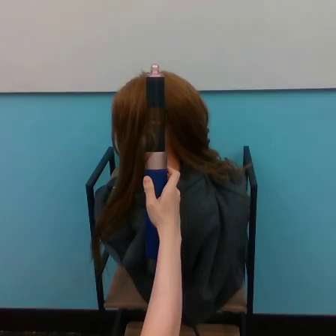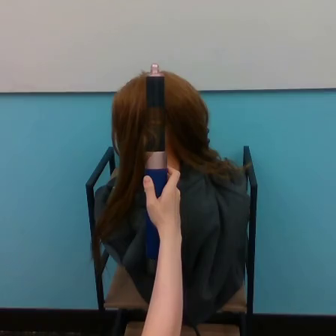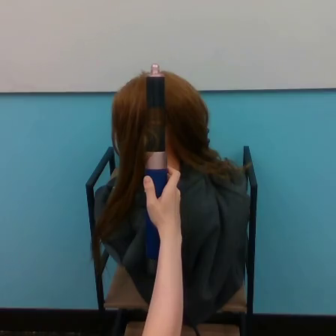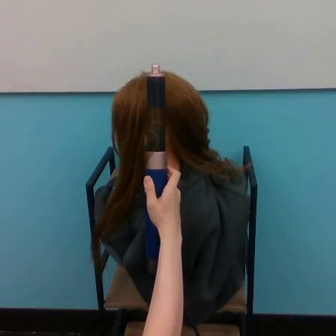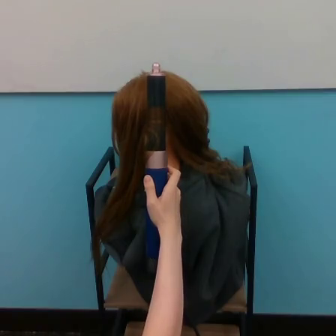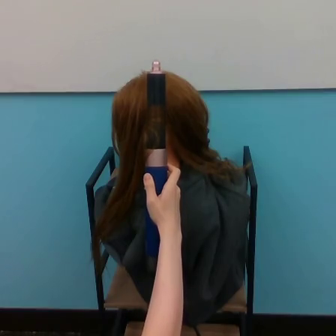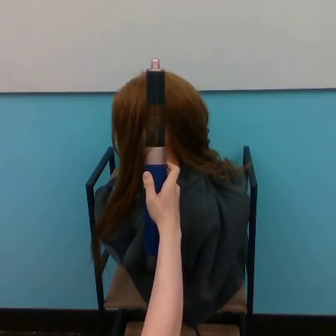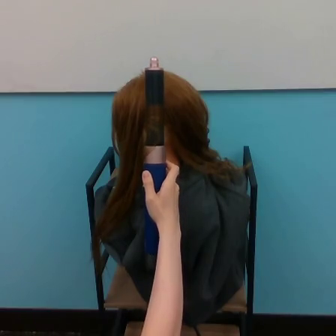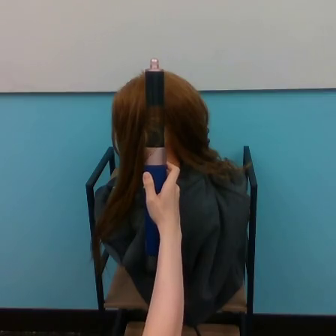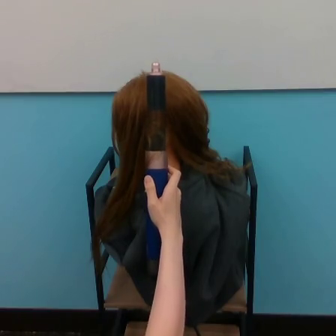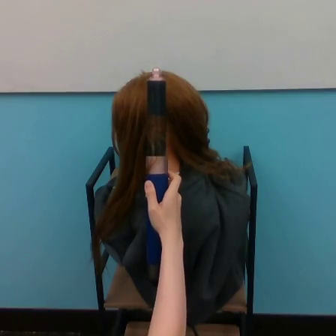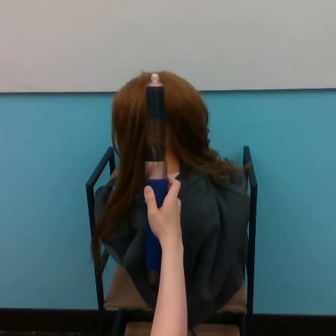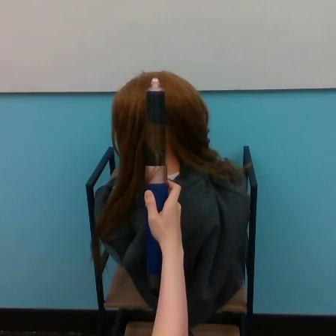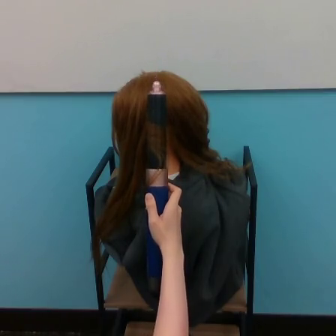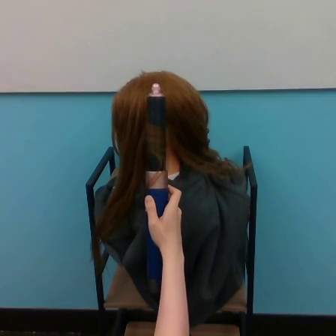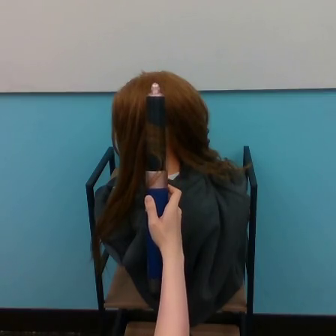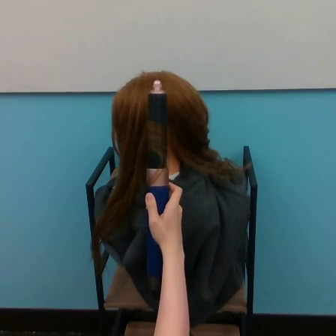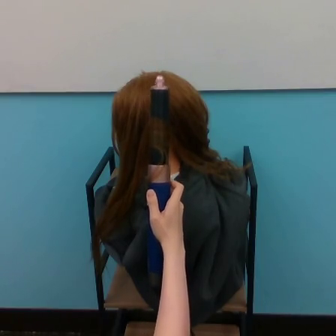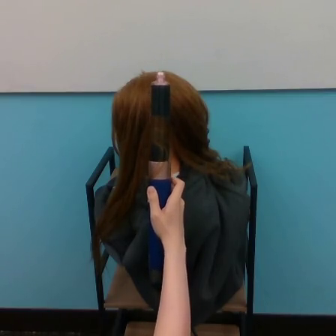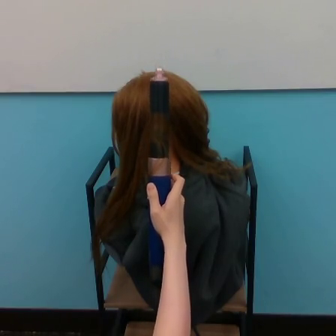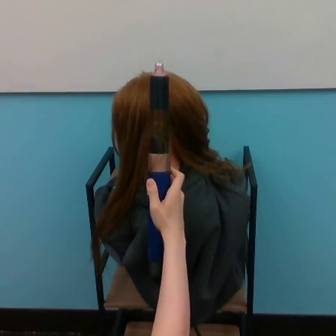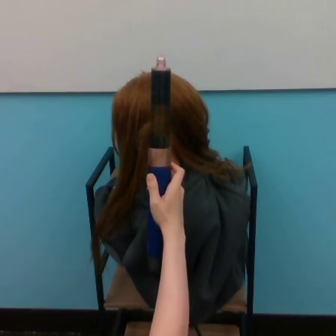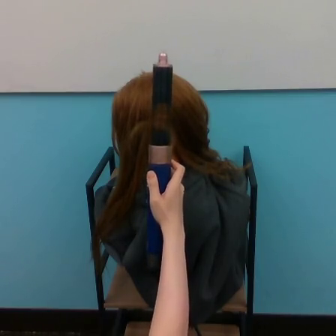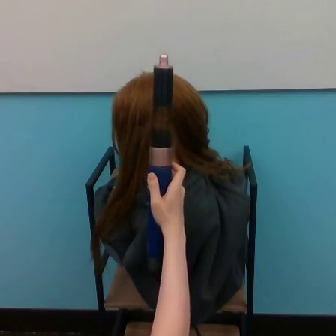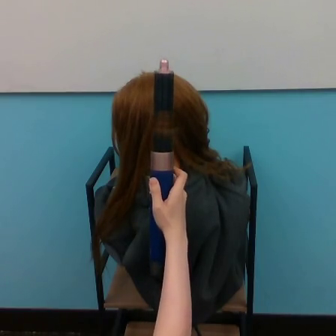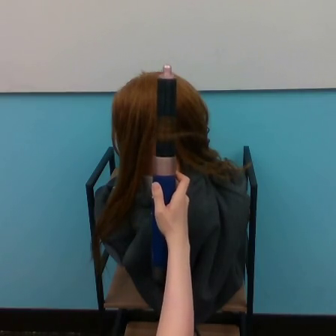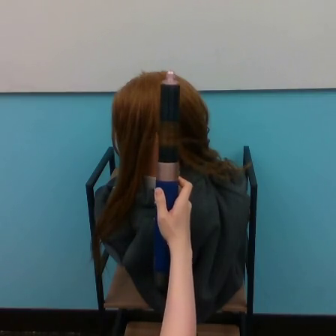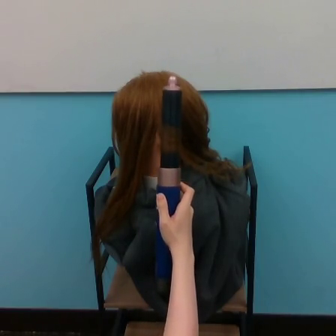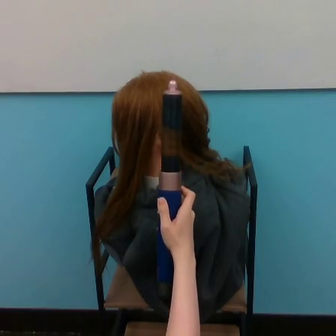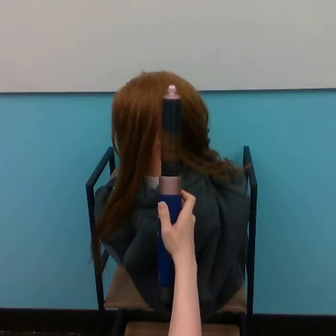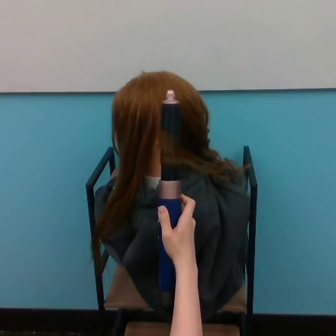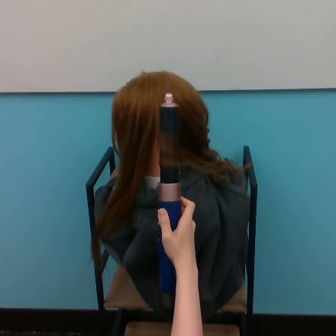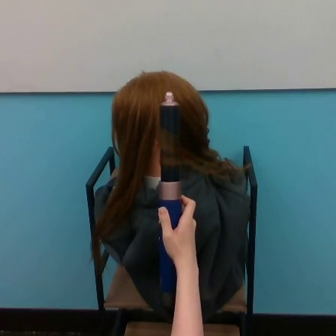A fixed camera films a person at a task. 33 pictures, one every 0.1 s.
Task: curl hair.
0.0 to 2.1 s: The hand goes downward, then upward.
2.1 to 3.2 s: The hand goes downward.
